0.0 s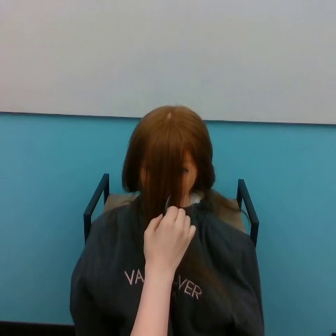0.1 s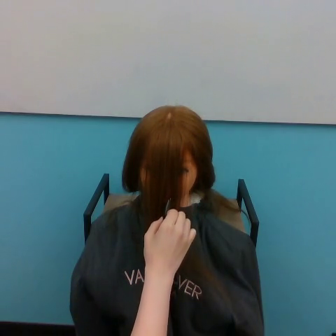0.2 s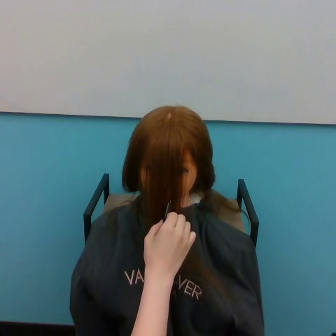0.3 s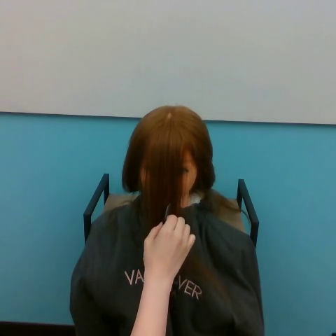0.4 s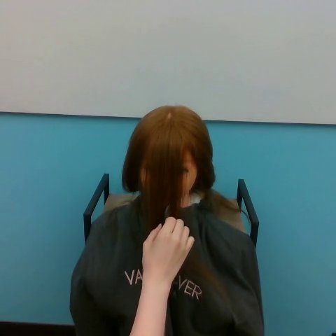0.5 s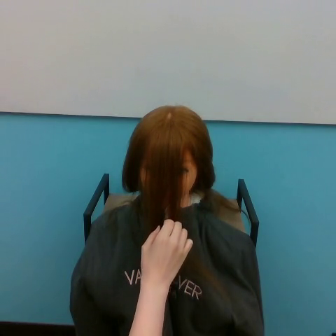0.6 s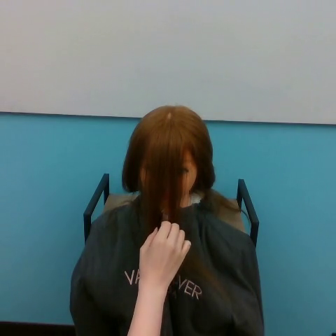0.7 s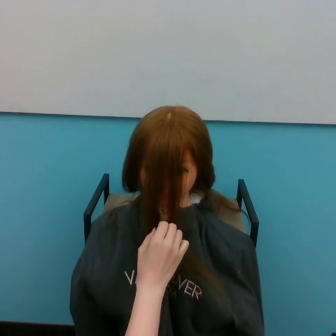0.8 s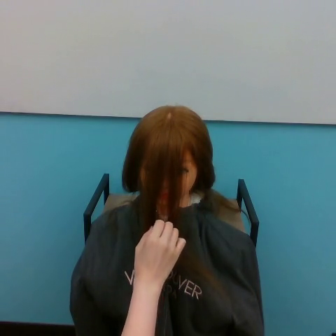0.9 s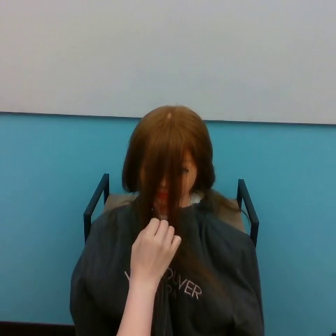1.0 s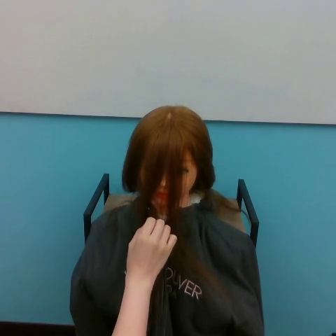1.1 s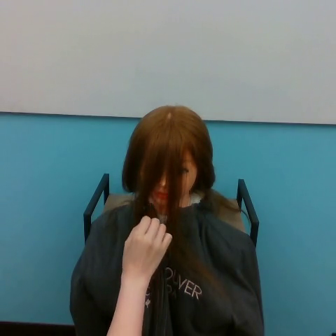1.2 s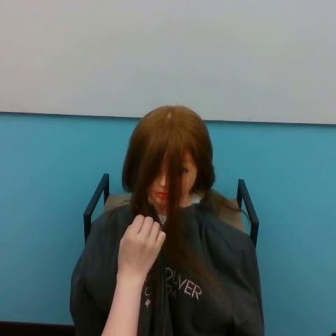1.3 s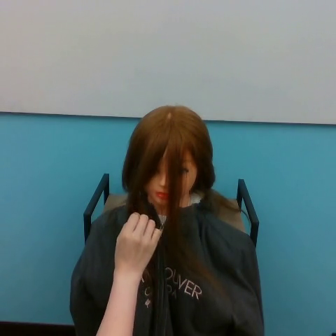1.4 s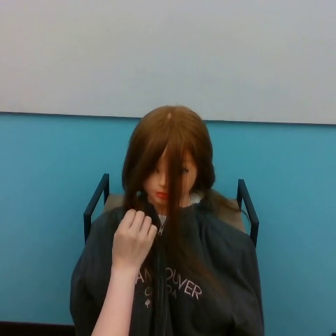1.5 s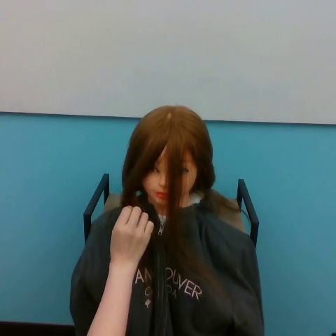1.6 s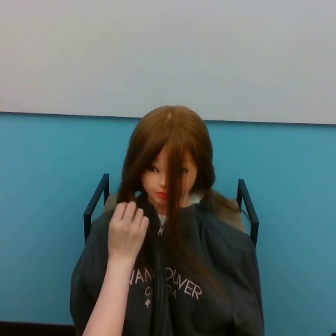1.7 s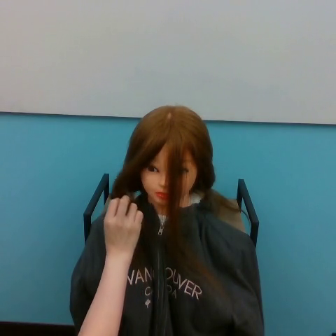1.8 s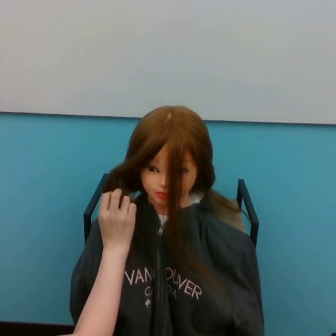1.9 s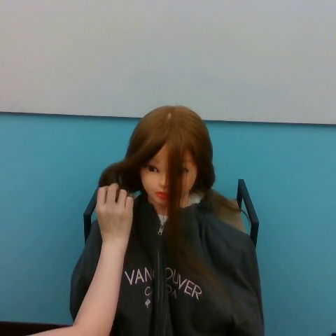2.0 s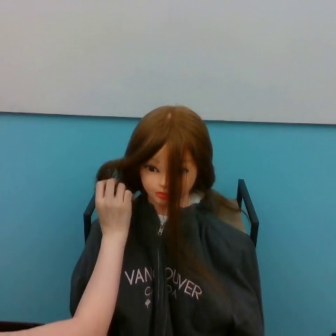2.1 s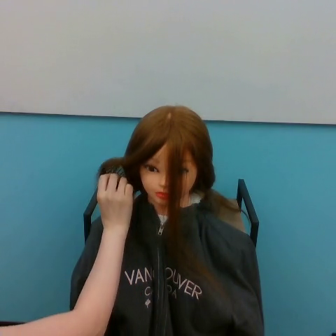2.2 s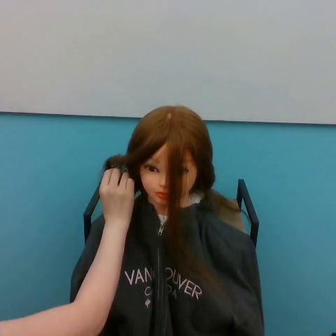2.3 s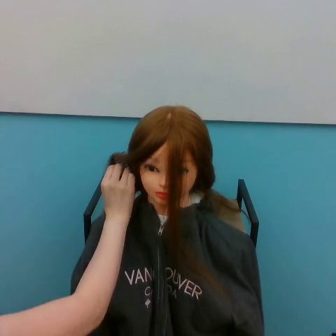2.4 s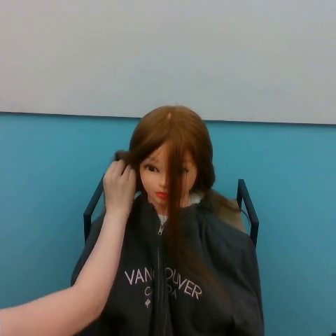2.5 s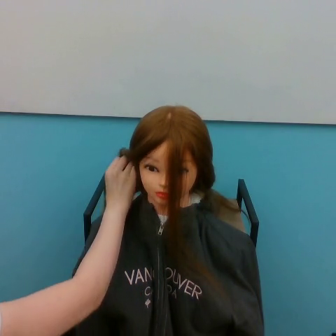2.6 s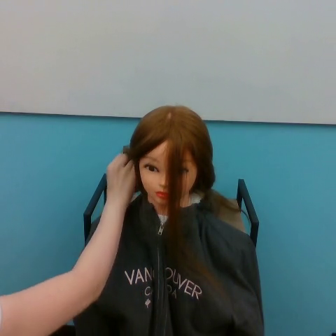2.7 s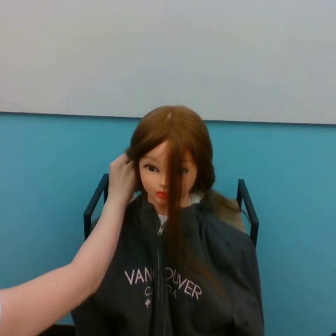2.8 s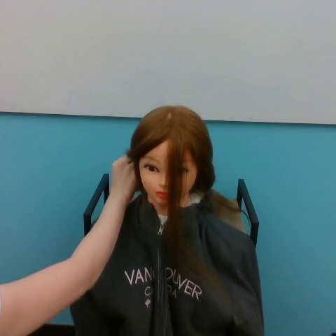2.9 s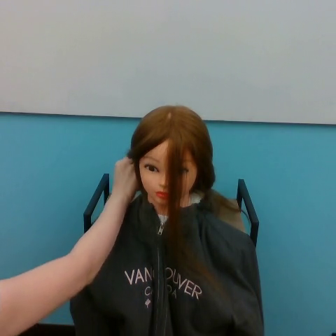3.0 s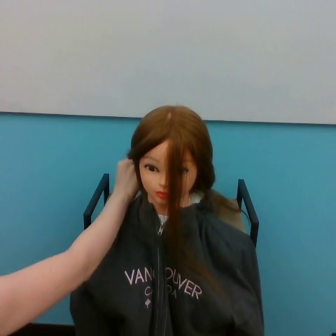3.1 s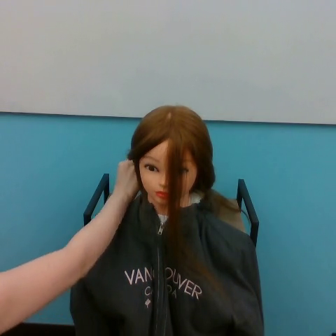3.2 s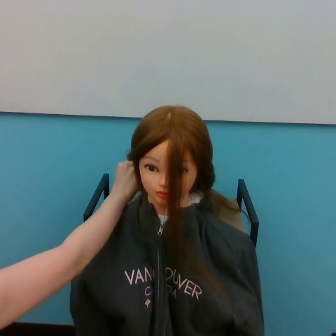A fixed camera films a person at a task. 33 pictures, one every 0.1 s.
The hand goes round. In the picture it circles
clockwise.
0.0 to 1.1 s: The hand goes to the left, on a clockwise arc.
1.1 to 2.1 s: The hand goes upward and to the left.
2.1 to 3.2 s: The hand goes upward and to the right.
In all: It circles clockwise, turning through about 270 degrees.
Task: part hair.
